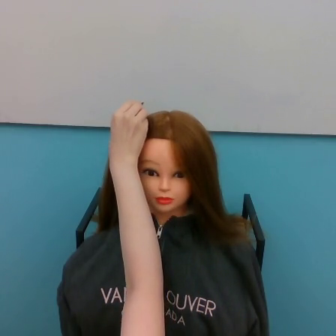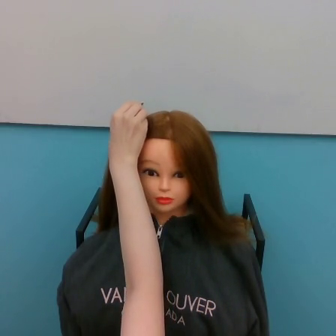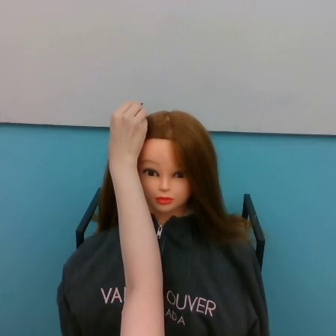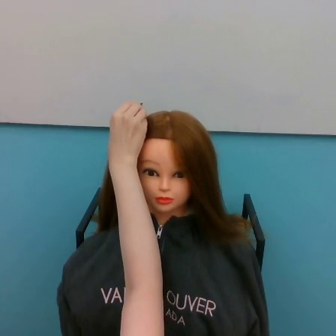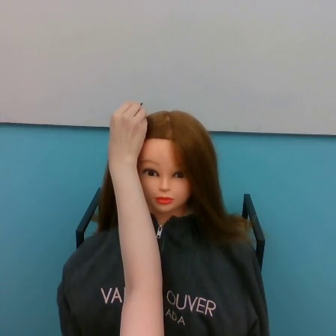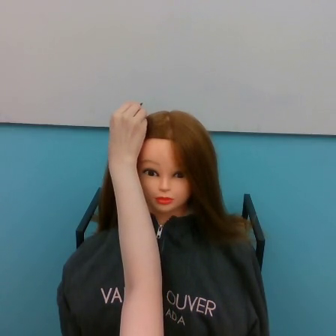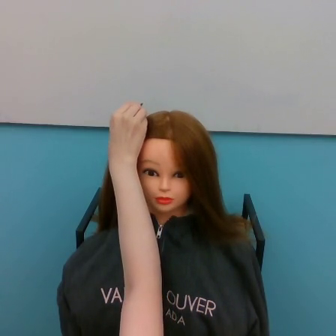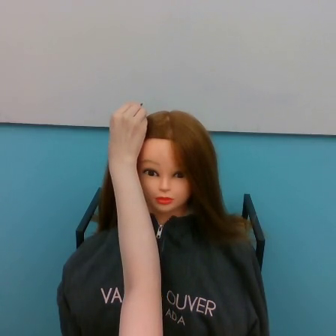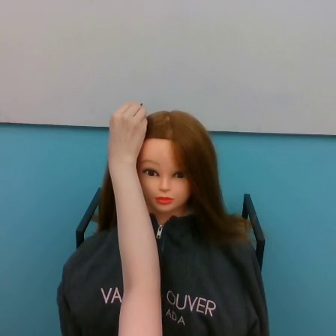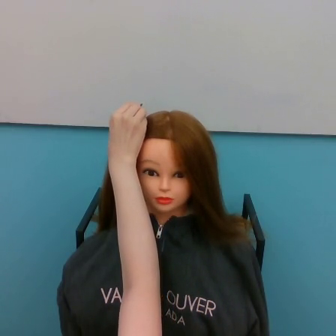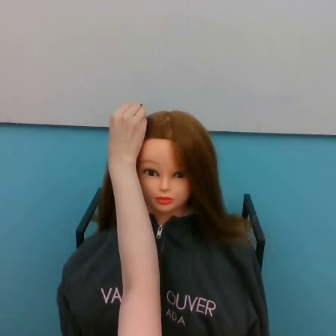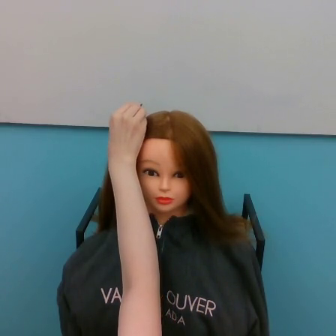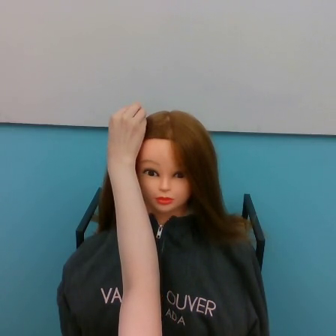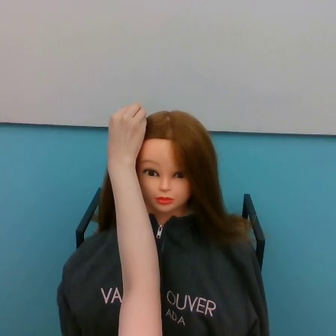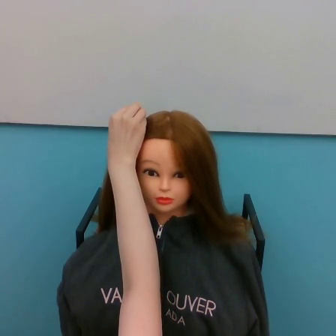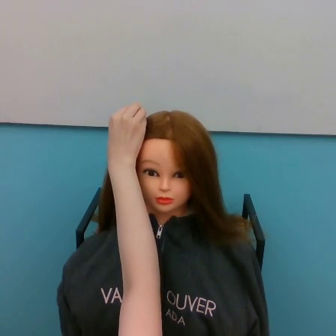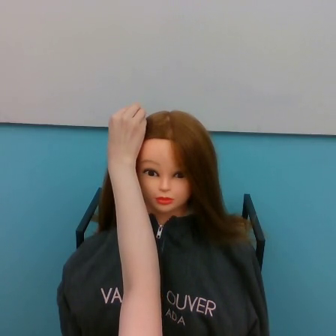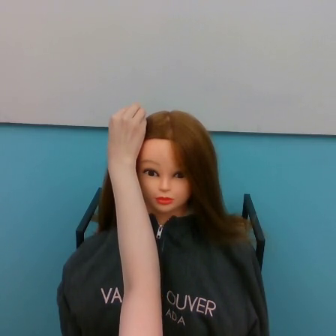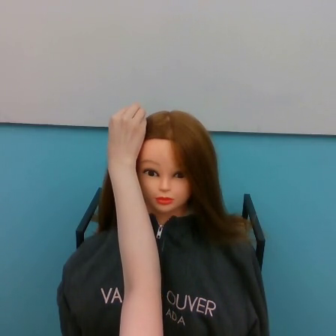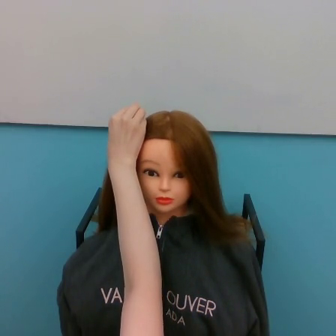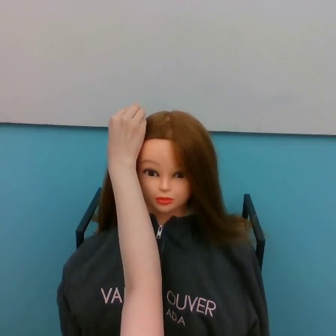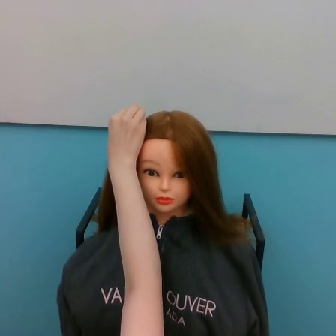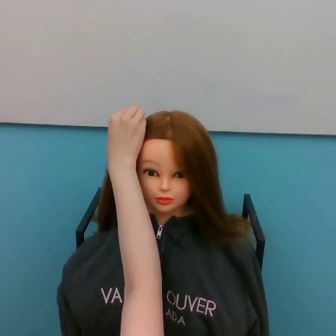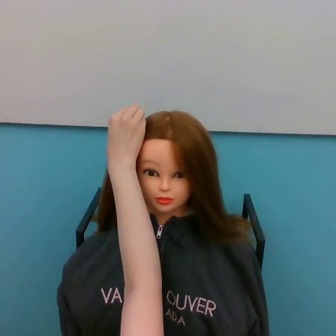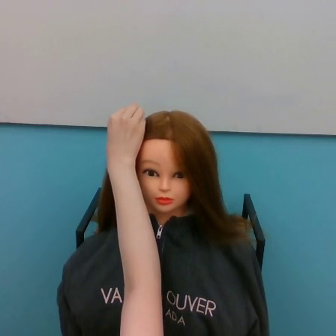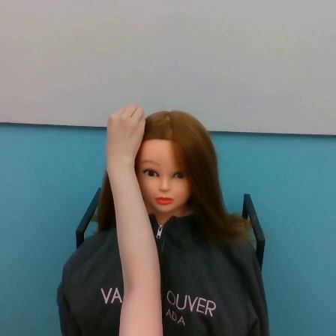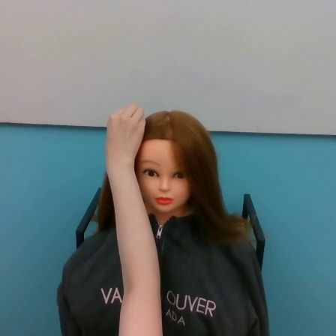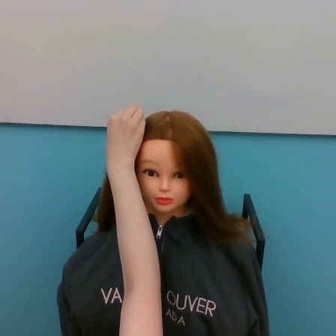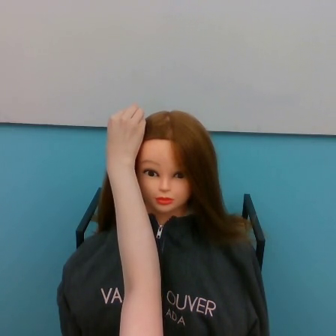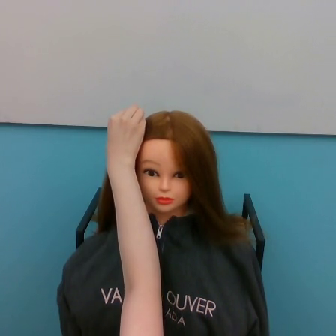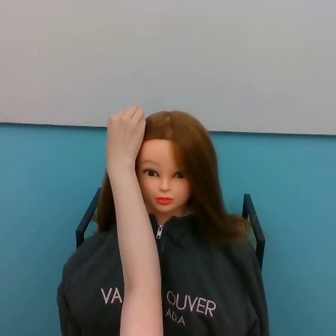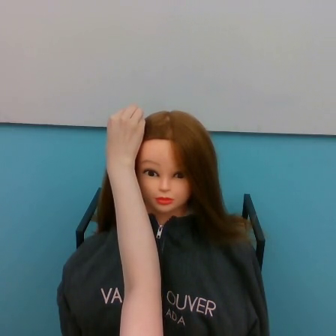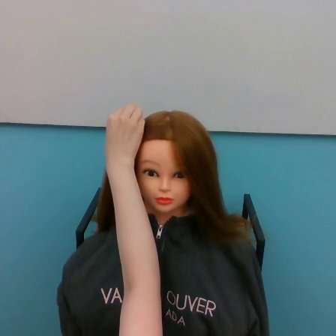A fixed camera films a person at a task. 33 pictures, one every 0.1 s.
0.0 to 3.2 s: The hand moves only a little.
Task: tidy hair.
